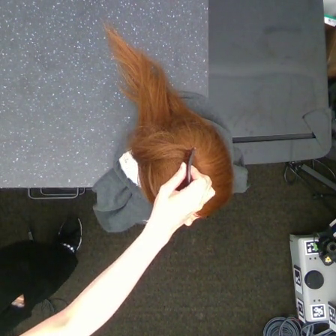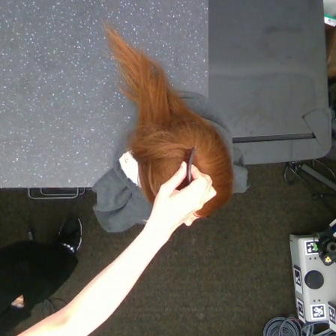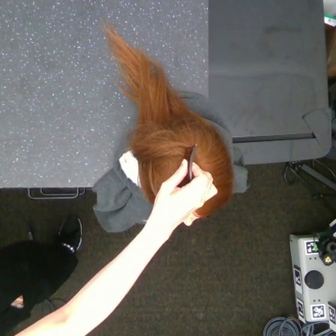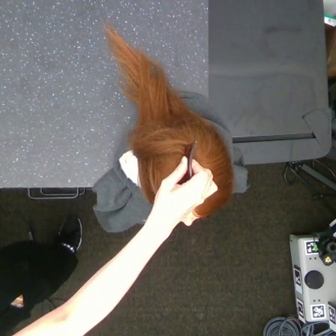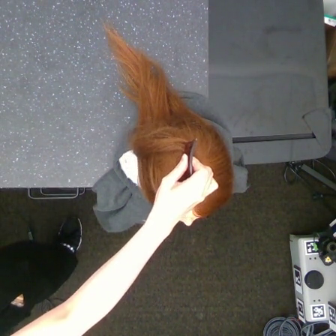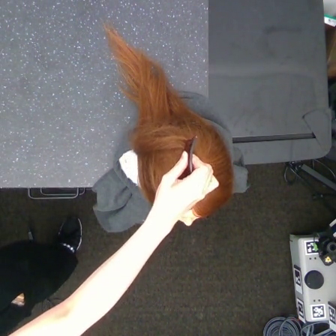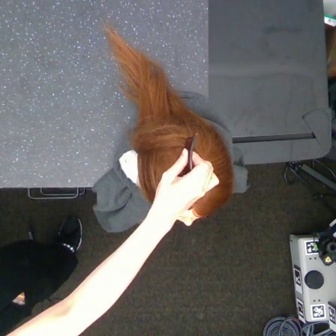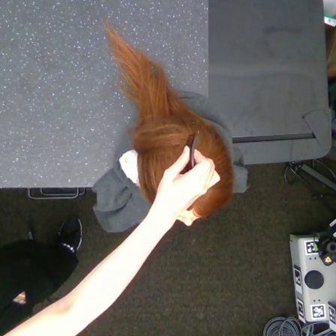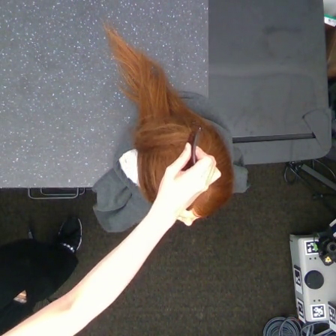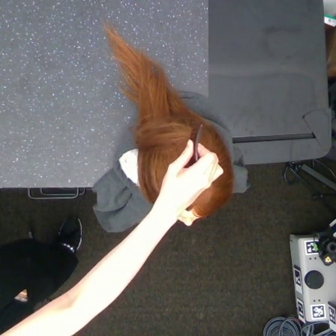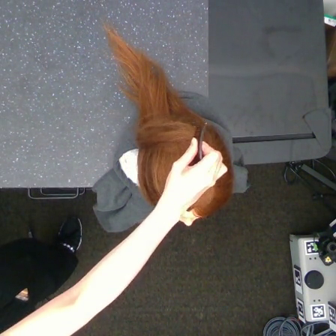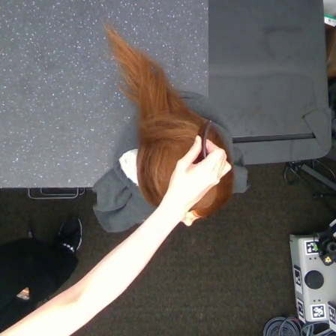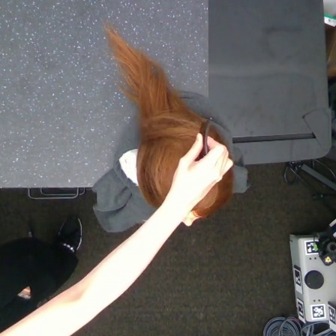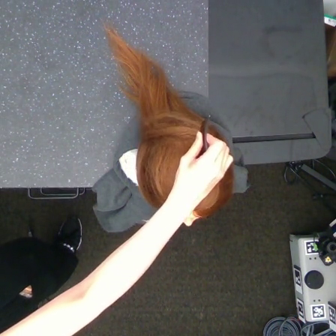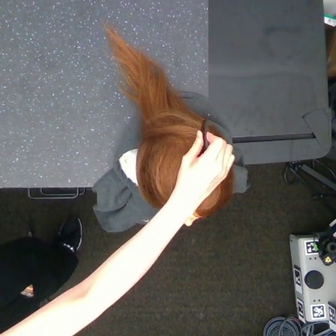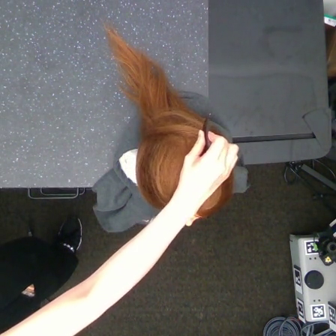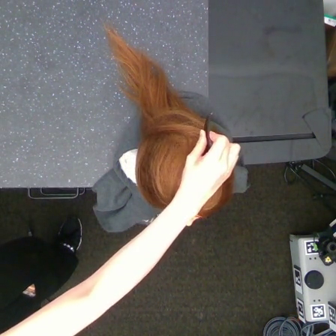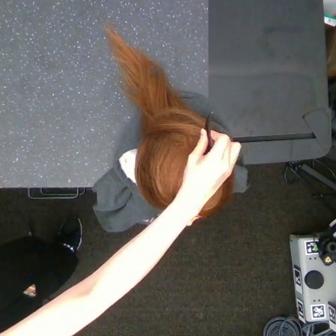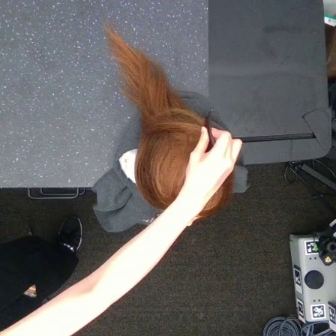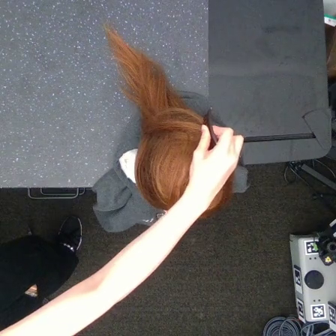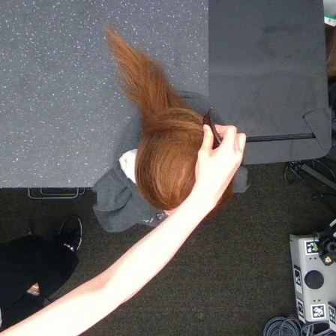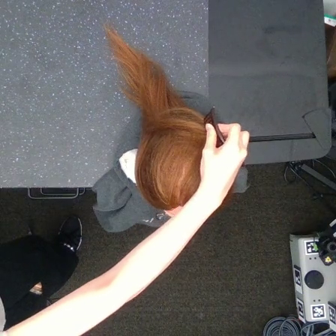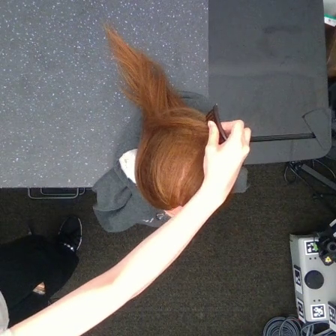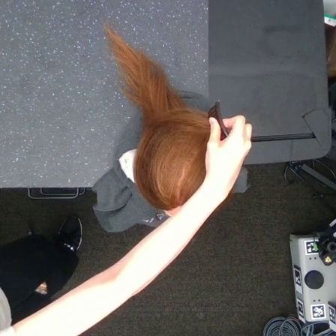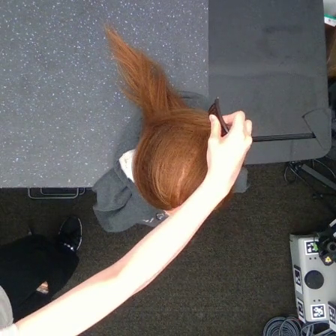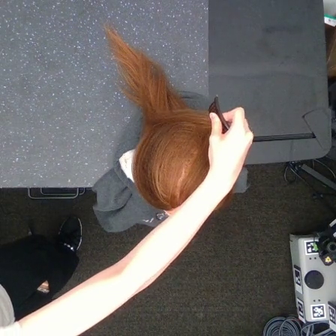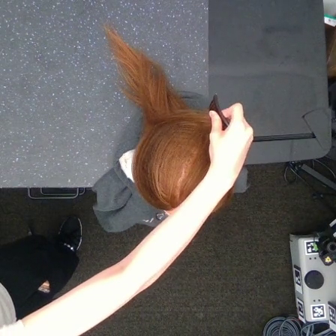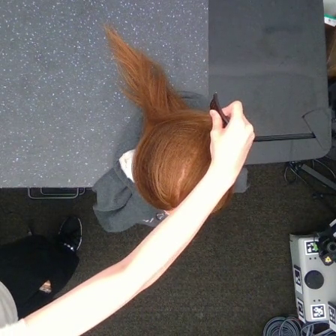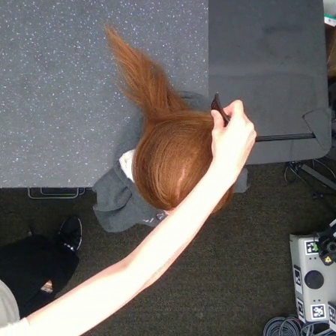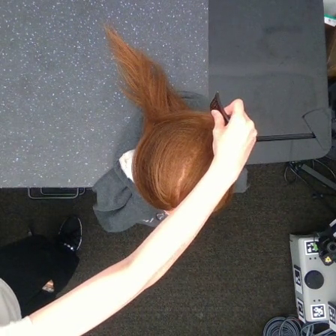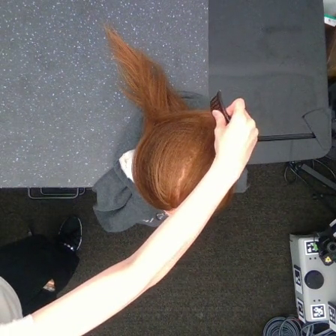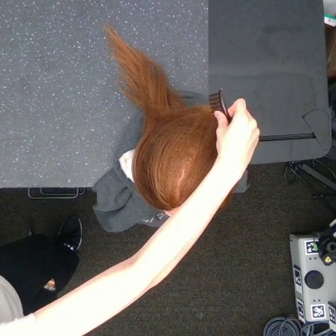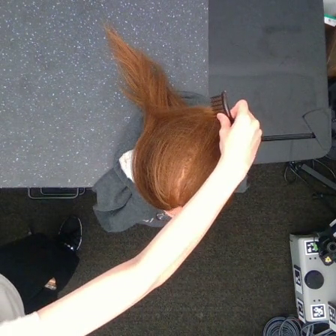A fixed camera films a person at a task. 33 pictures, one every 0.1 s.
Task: part hair.
0.0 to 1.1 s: The hand goes upward and to the right.
1.1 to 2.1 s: The hand goes upward and to the right.
2.1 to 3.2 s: The hand goes upward.
